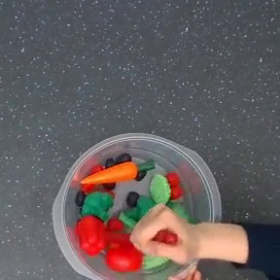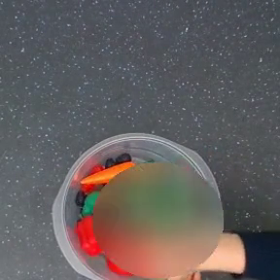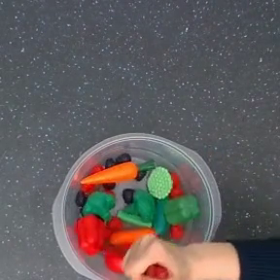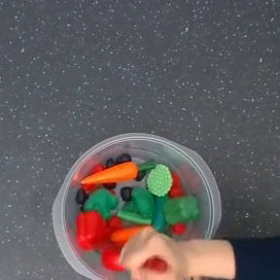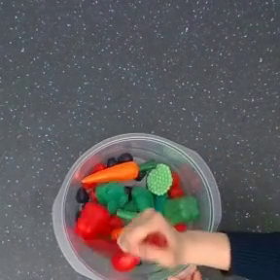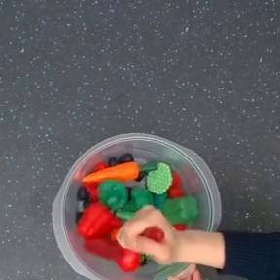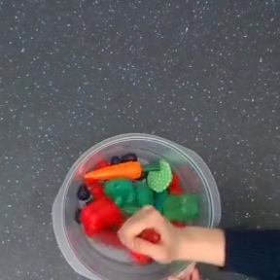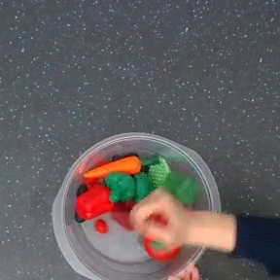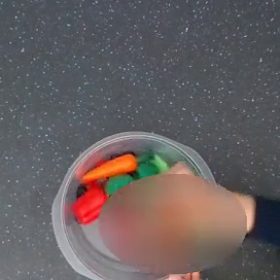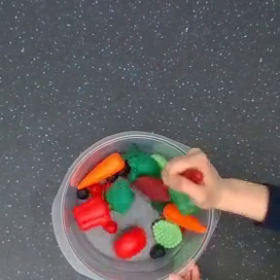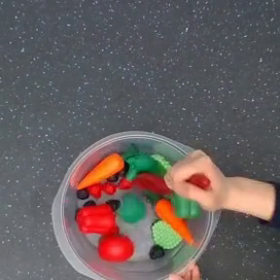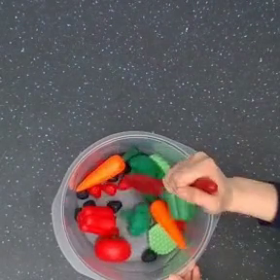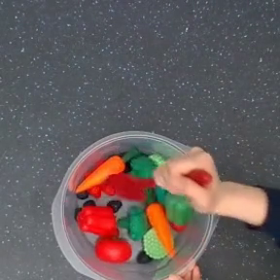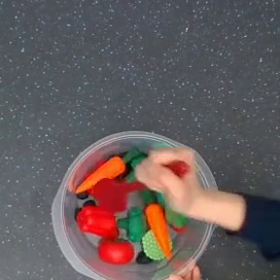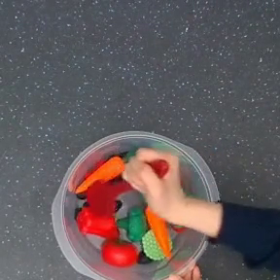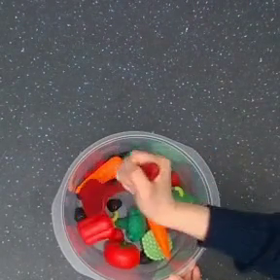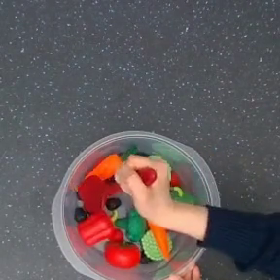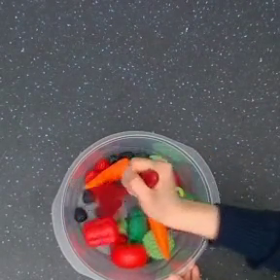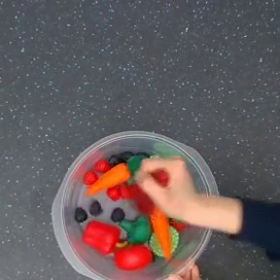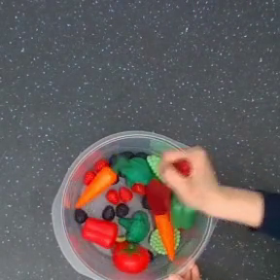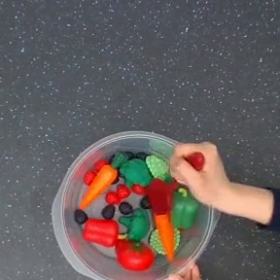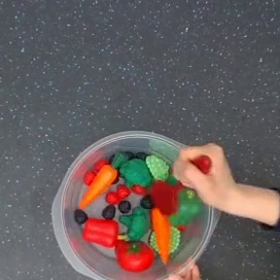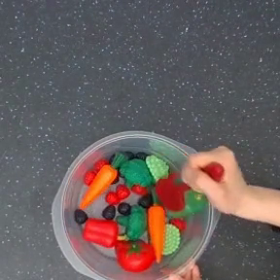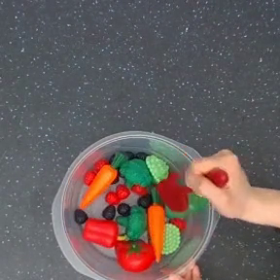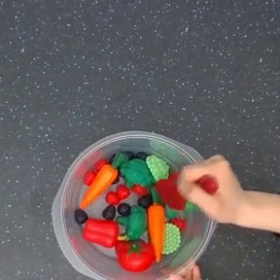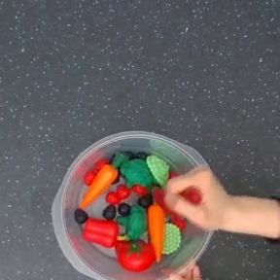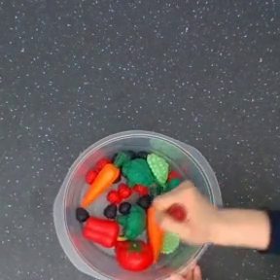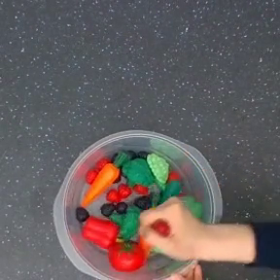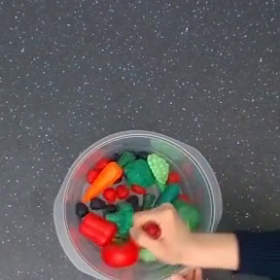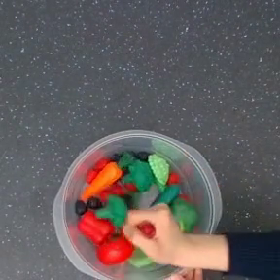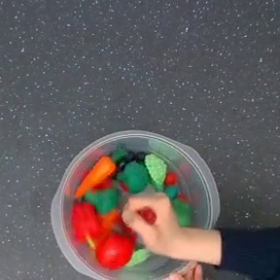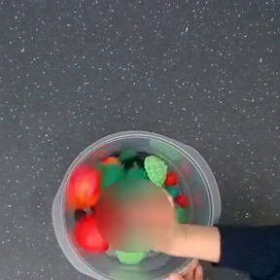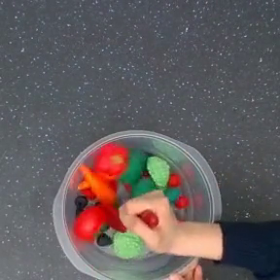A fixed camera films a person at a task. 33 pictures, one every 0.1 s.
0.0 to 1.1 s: The hand goes upward and to the right, on a clockwise arc.
1.1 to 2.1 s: The hand goes to the left, then to the right.
2.1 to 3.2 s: The hand goes downward and to the left.
Task: stir.
